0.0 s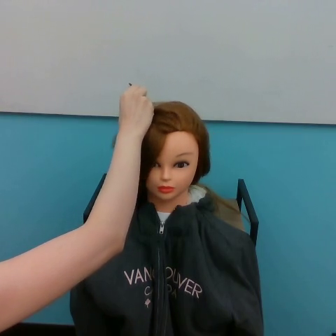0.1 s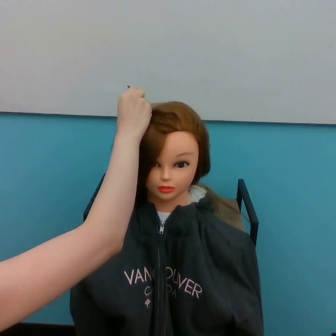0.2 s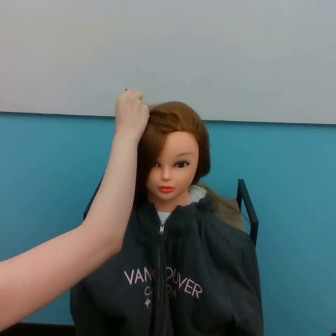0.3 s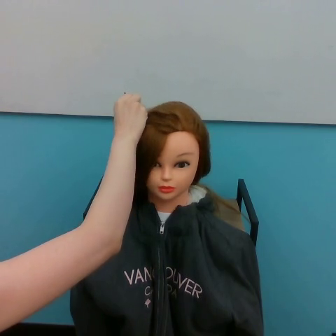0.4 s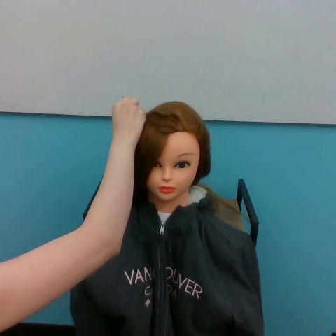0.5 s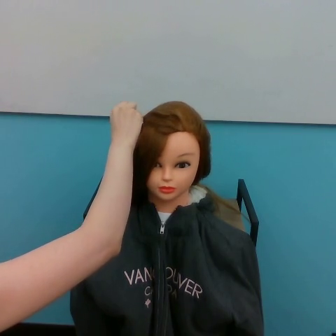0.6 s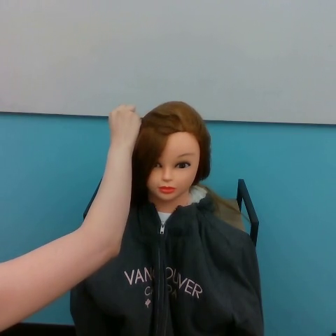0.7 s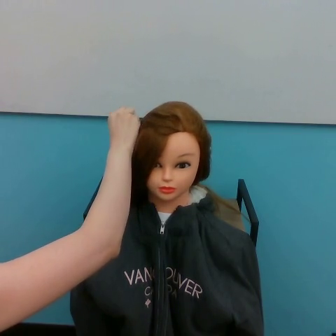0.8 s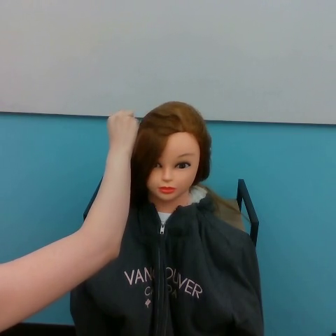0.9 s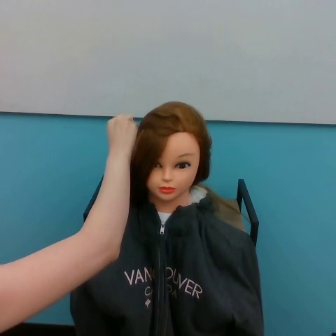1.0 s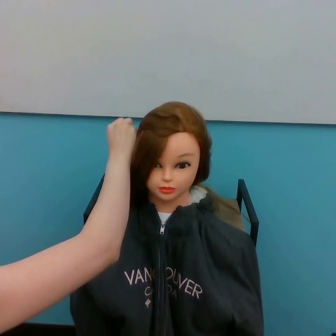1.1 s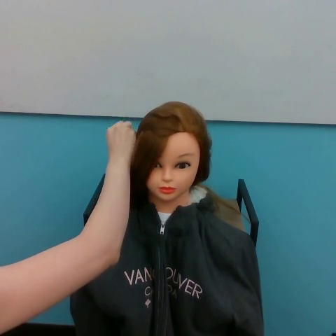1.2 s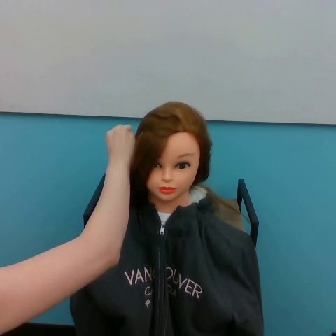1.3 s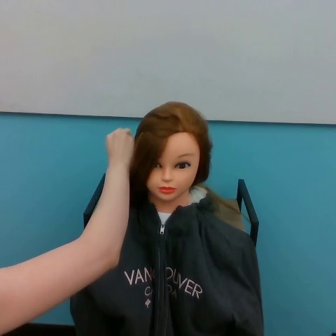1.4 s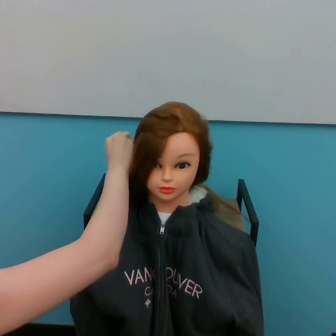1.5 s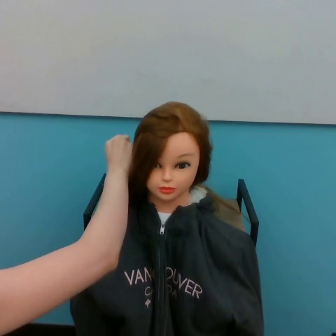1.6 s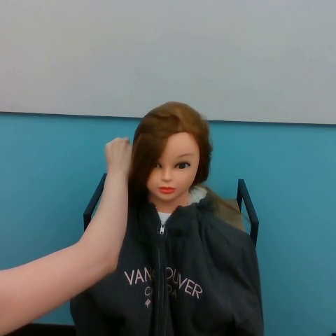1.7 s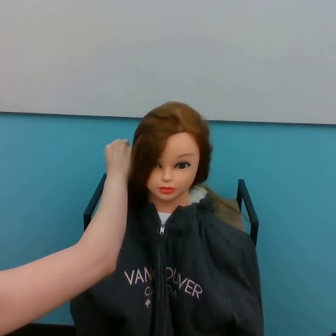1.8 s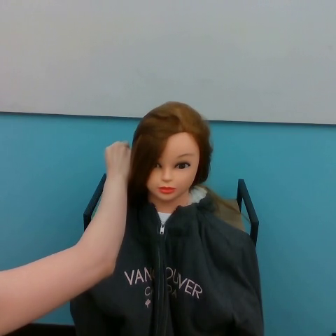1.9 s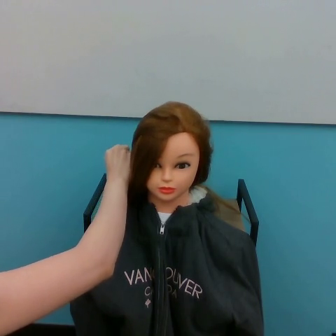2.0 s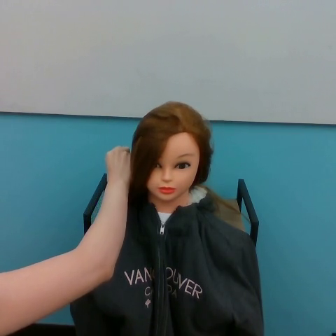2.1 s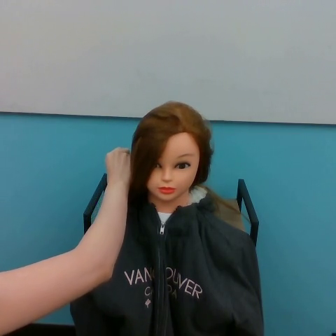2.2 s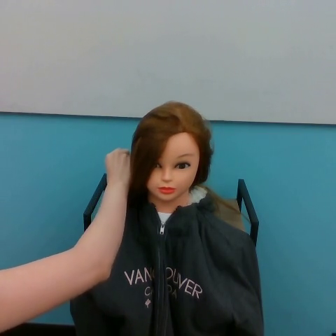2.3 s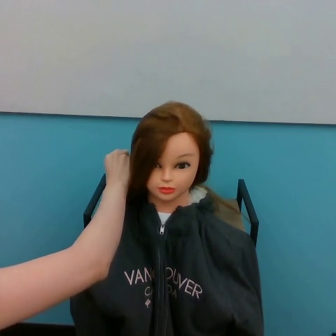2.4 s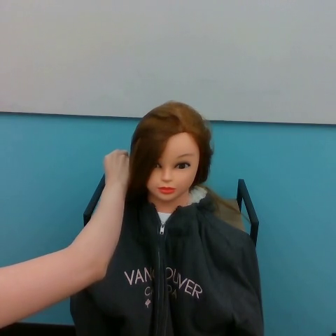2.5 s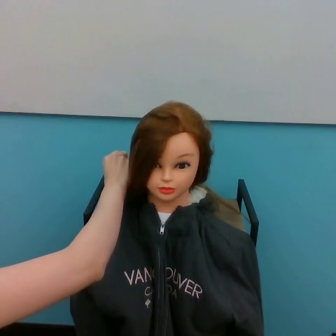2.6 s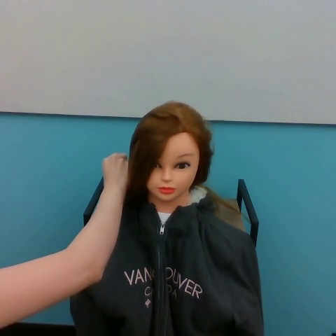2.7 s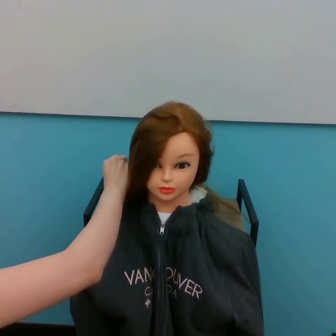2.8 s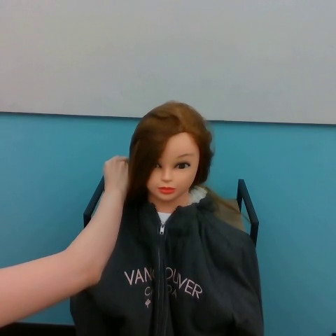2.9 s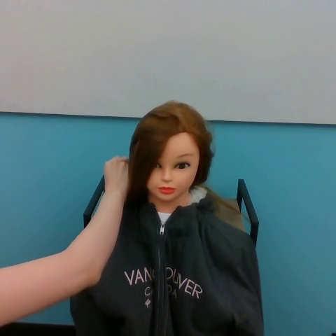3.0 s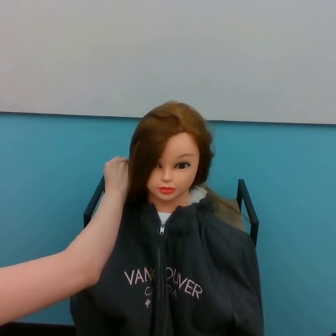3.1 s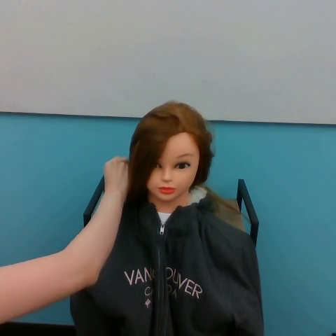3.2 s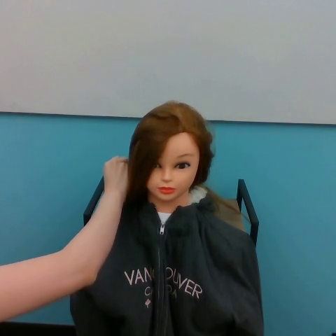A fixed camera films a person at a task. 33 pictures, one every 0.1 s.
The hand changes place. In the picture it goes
downward.
0.0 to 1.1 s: The hand goes downward and to the left.
1.1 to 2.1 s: The hand goes downward.
2.1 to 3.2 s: The hand moves only a little.
Task: part hair.
